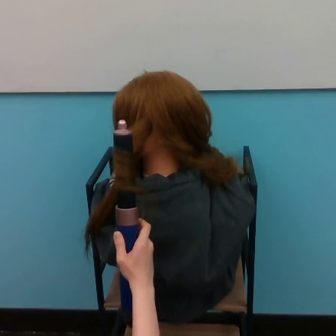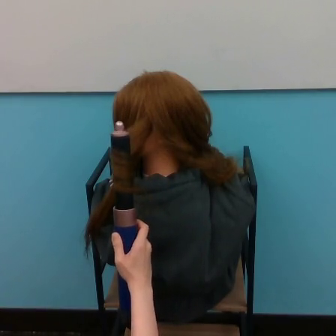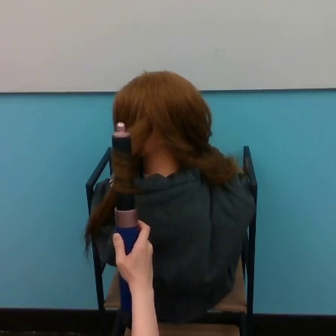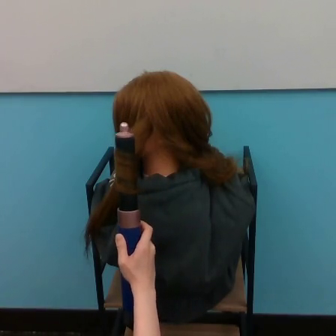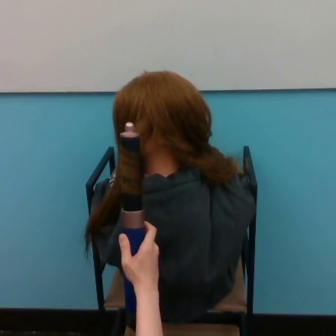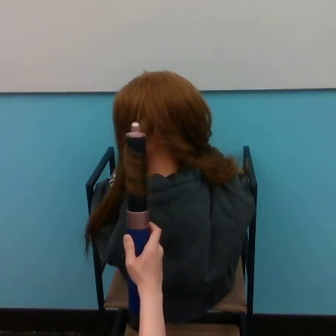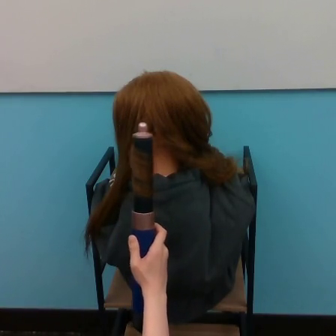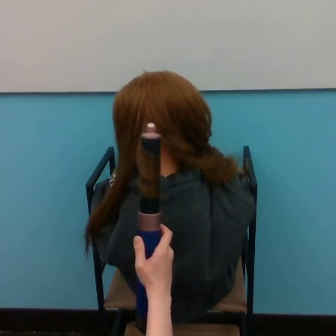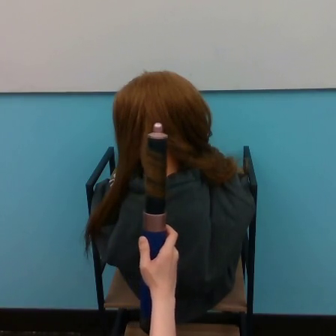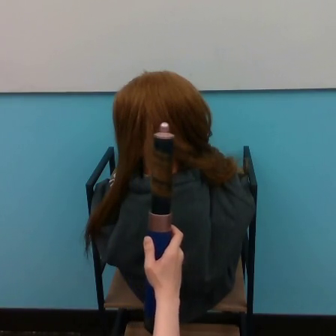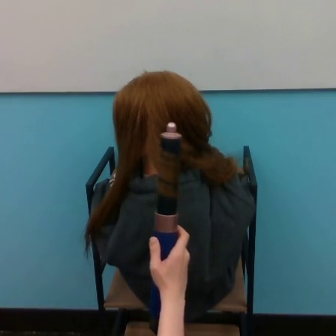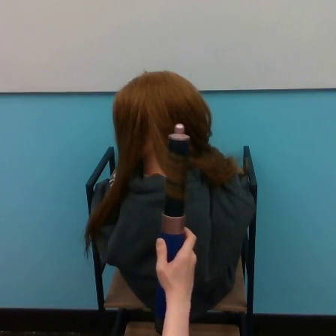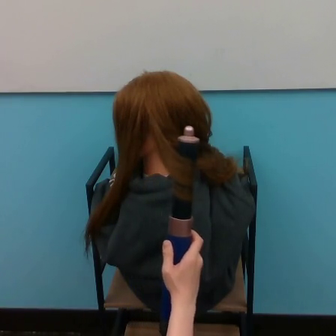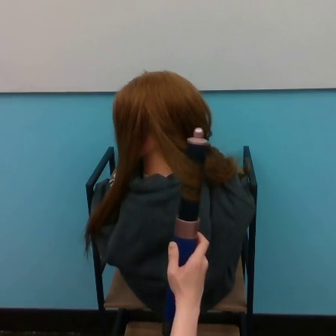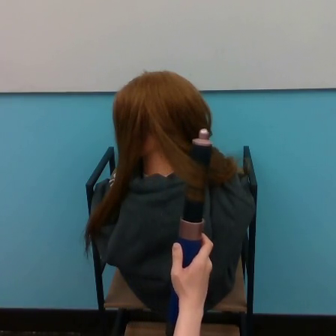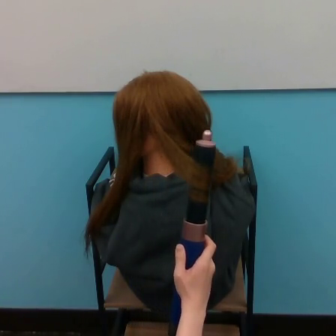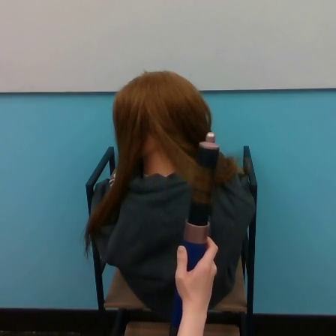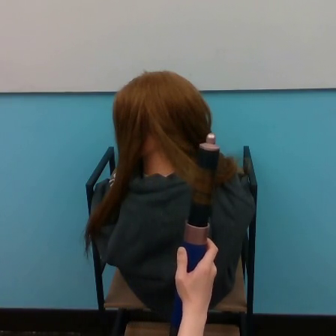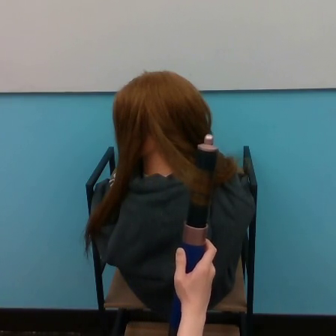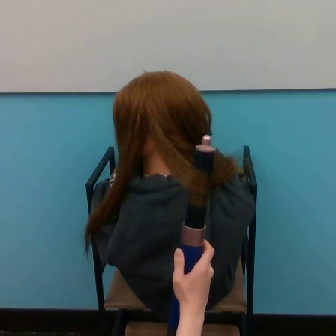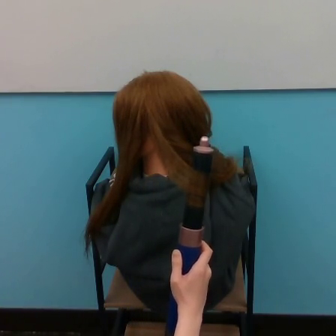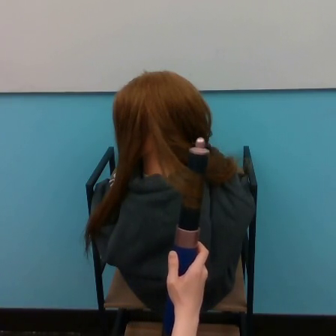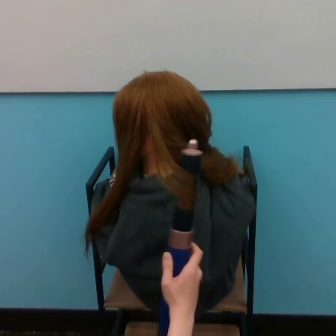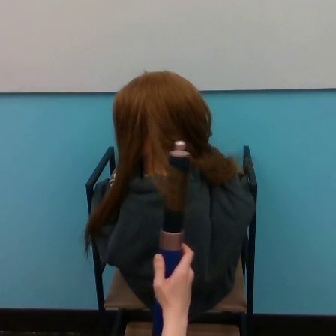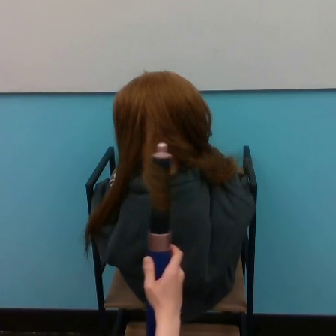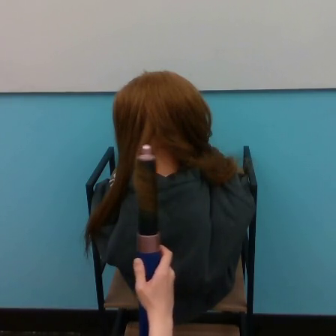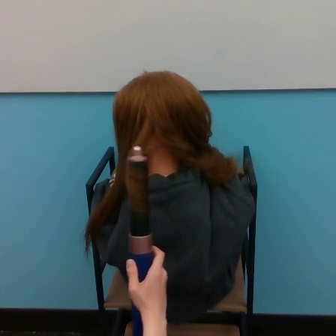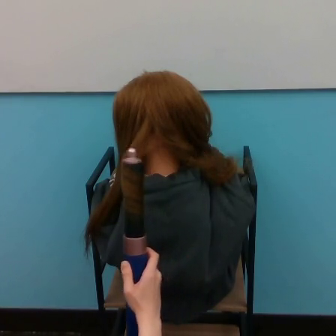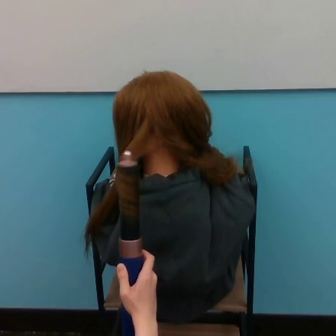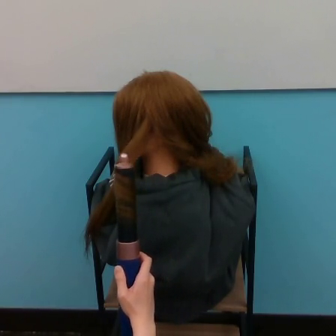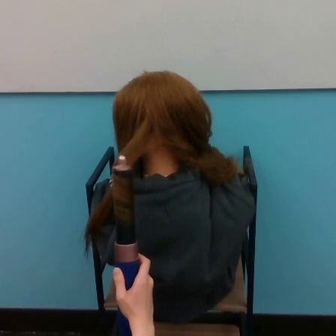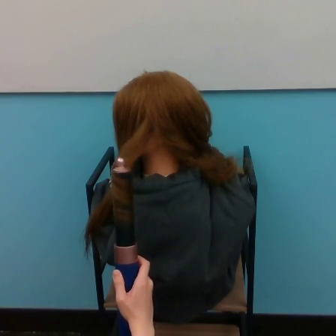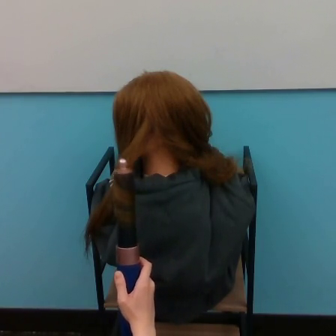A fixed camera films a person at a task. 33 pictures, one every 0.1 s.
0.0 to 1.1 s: The hand goes to the right.
1.1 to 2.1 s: The hand goes to the right, on a clockwise arc.
2.1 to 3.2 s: The hand goes to the left.
Task: curl hair.
